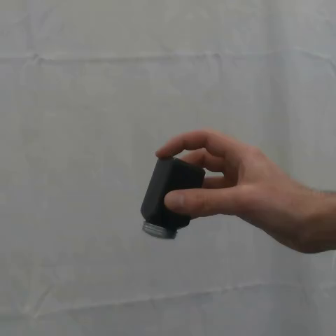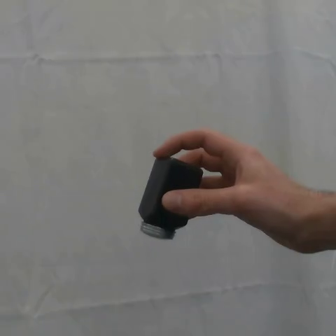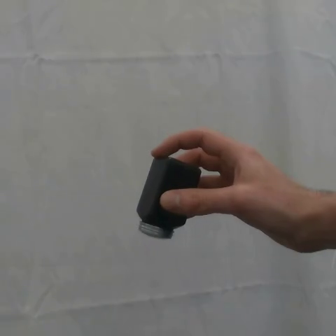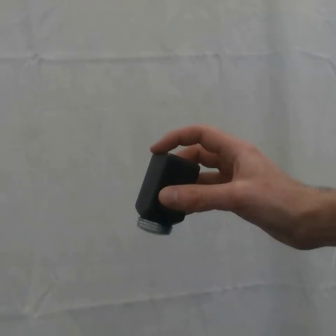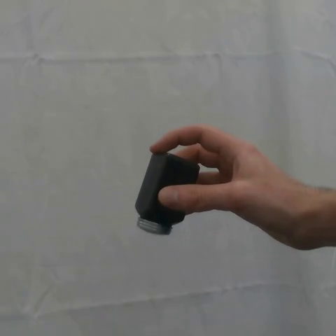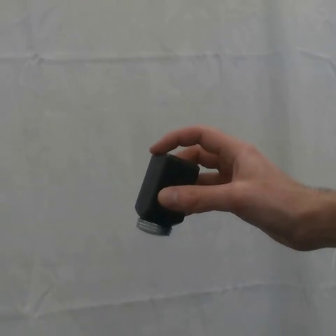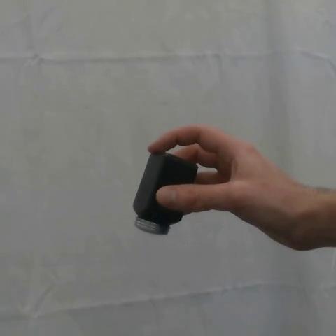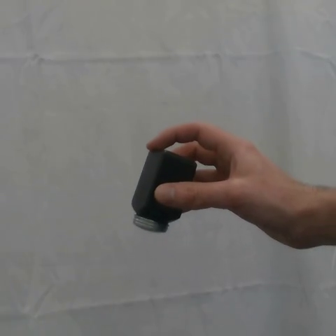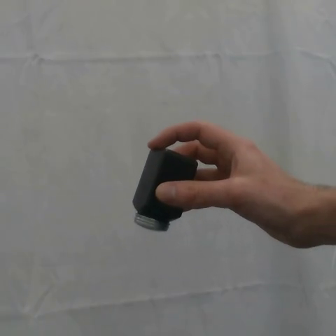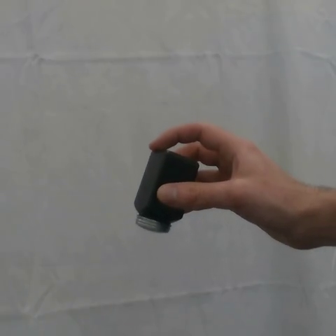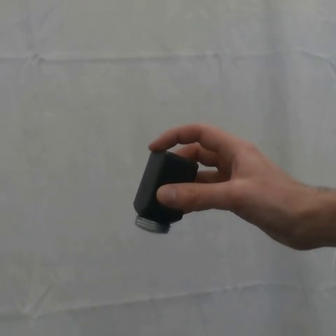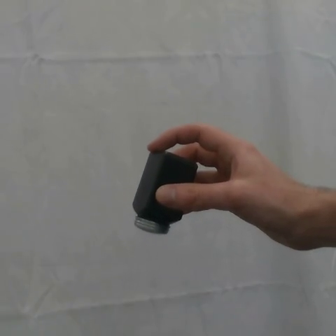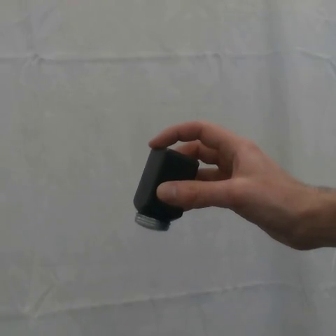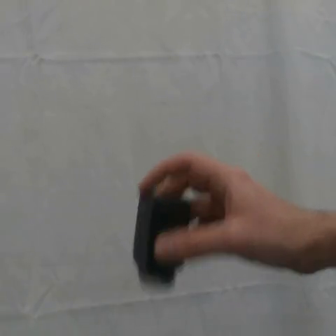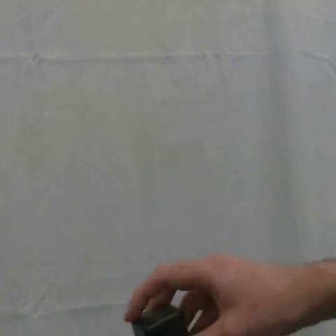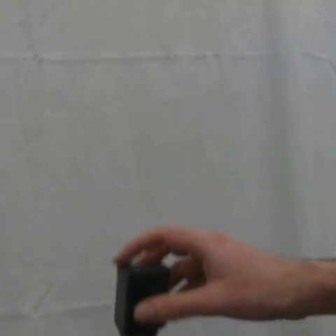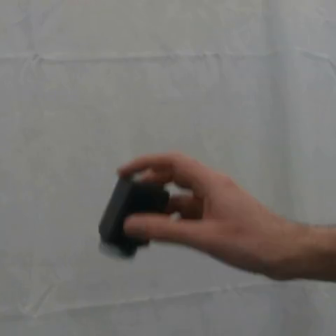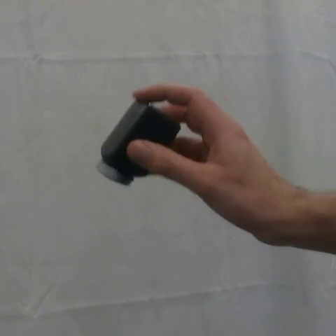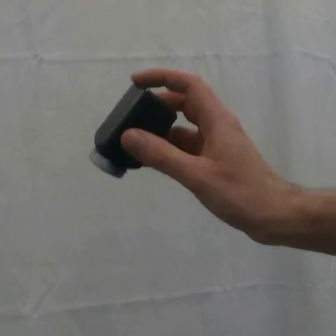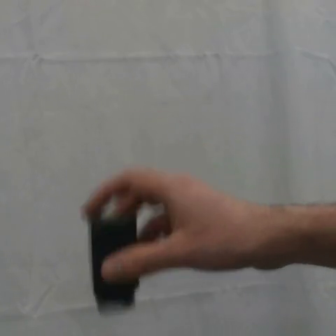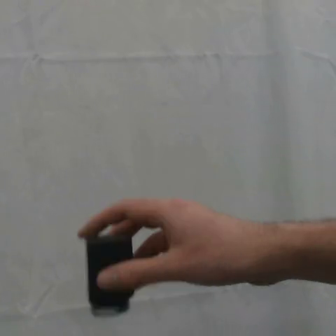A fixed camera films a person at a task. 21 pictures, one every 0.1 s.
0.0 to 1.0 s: The hand moves only a little.
1.0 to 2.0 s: The hand goes downward, then upward and to the left.
Task: shake the salt shaker.
Motion: move down and up 2 times.
